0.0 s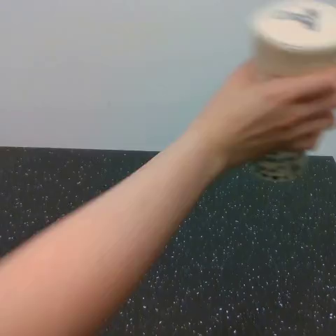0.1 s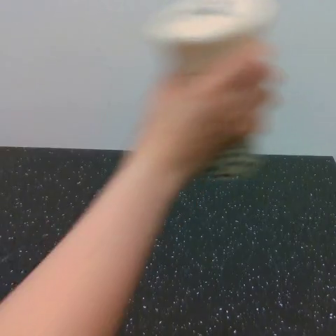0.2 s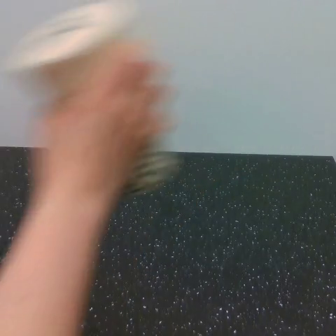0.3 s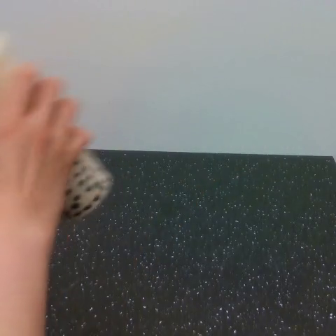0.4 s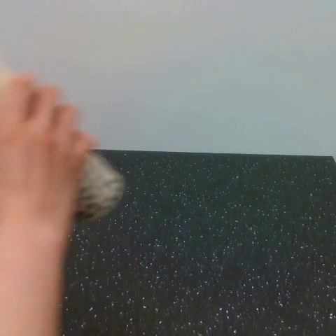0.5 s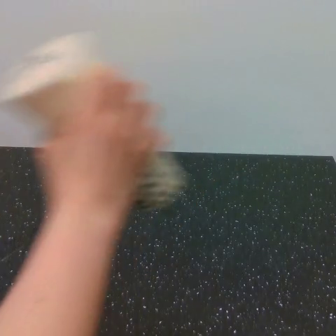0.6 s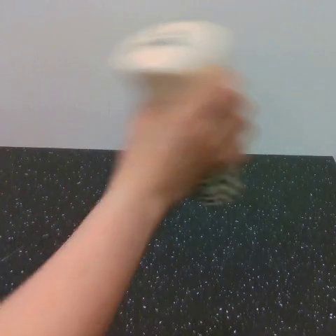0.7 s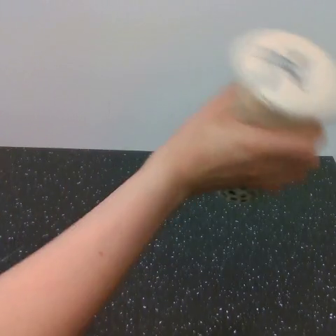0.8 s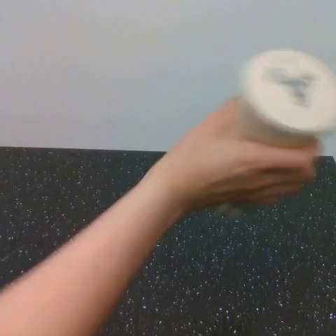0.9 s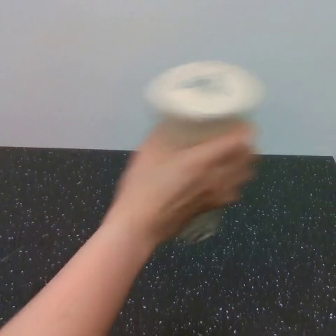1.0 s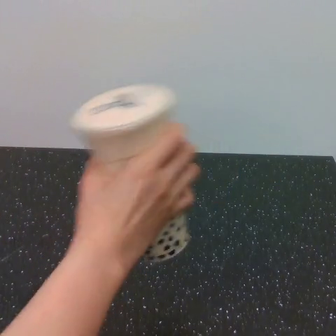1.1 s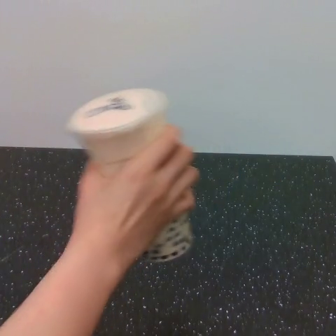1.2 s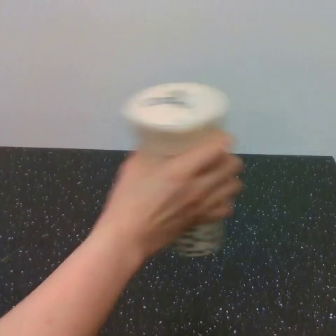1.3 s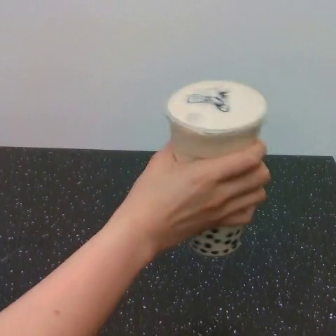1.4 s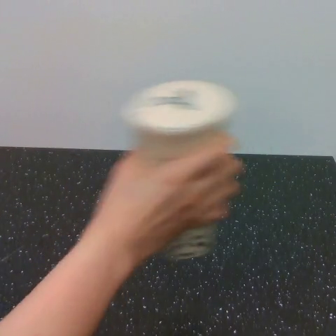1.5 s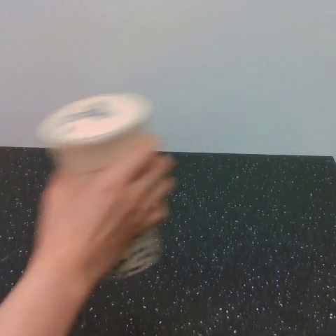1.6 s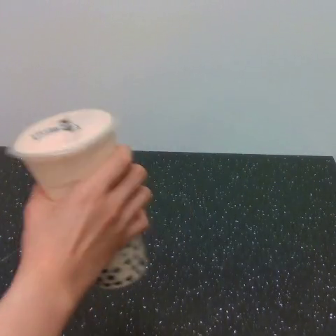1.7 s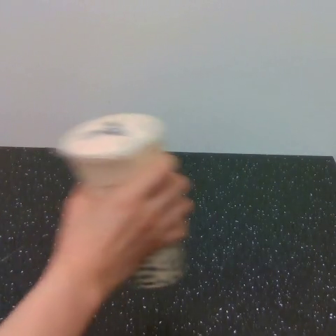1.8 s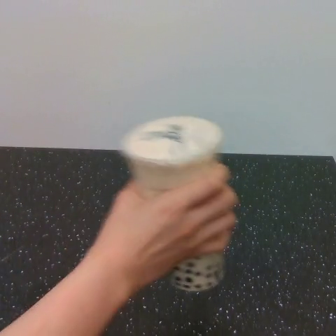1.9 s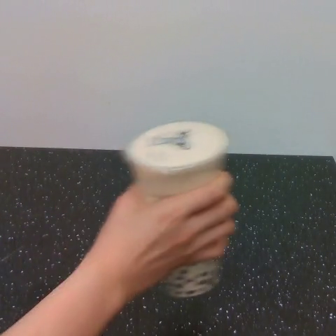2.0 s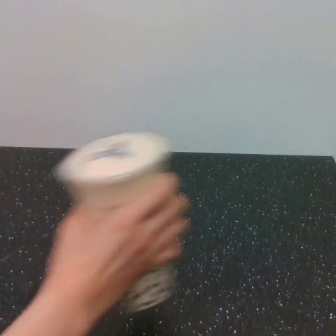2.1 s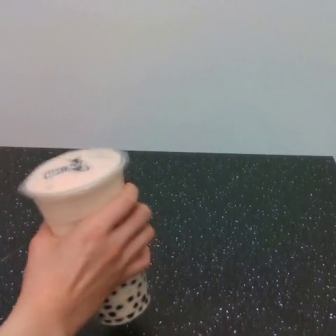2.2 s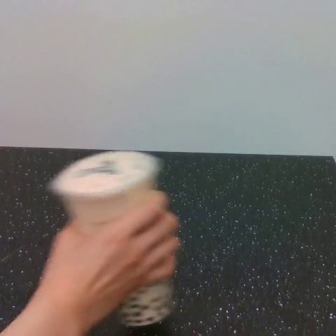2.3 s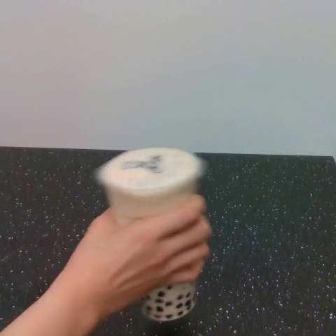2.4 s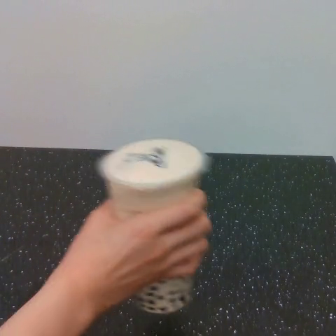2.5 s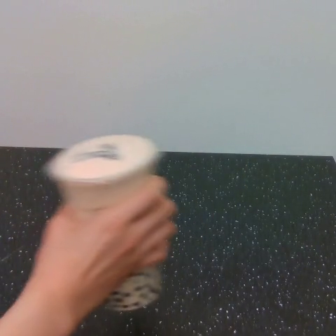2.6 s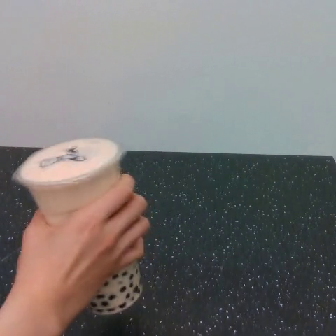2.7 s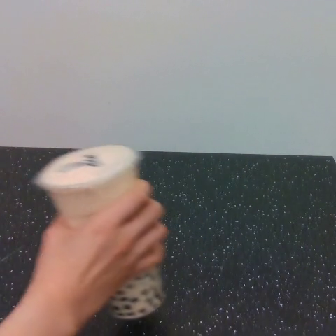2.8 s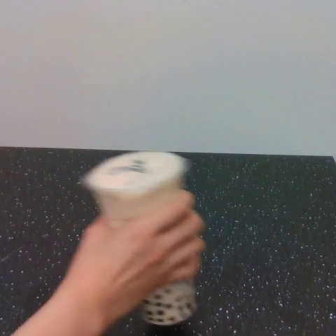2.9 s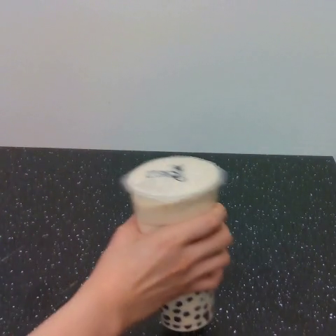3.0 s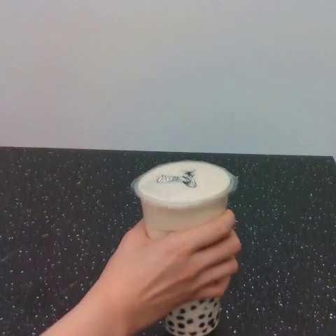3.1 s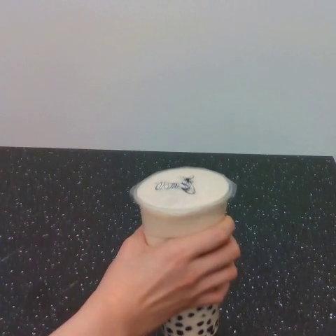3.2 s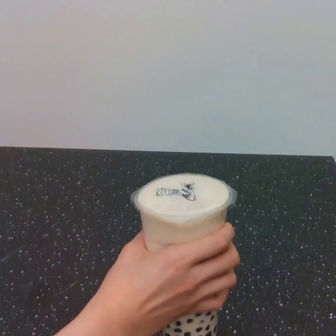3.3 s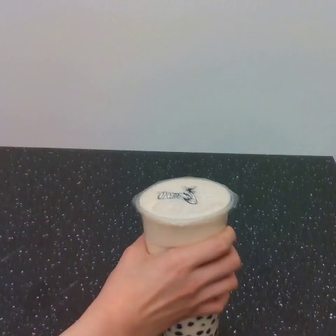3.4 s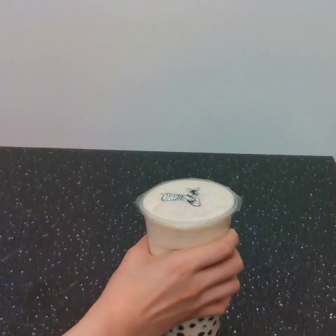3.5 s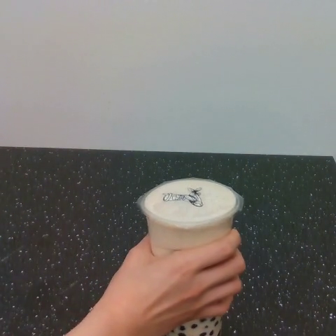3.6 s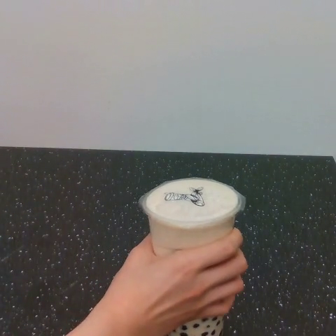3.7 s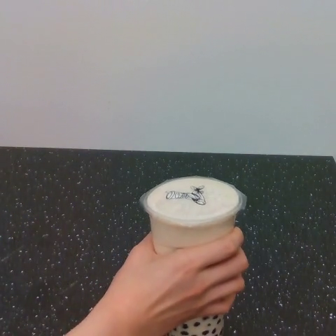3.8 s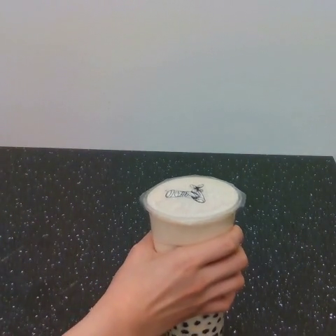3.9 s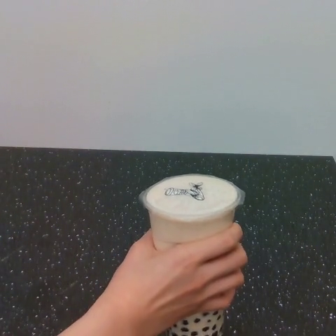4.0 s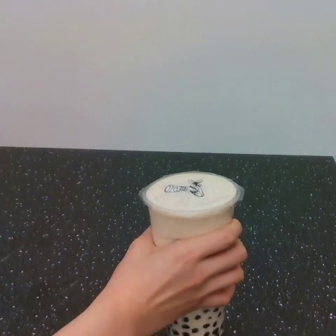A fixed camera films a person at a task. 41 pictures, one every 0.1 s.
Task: shake the boba.
Motion: move downward, making gradually decreasing horizontal oscillations.
0.0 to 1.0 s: The hand goes to the left, then to the right.
1.0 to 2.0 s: The hand goes to the right, then to the left and downward.
2.0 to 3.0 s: The hand goes to the right and downward.
3.0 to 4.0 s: The hand goes downward, on a counterclockwise arc.
